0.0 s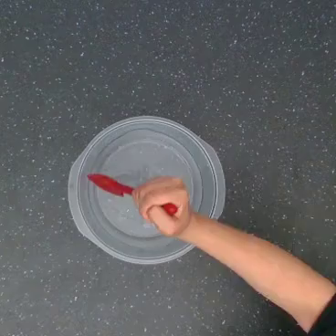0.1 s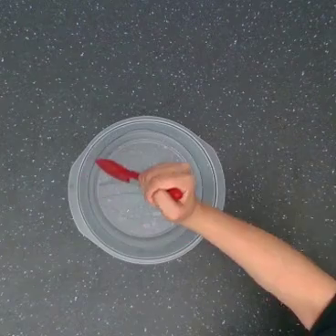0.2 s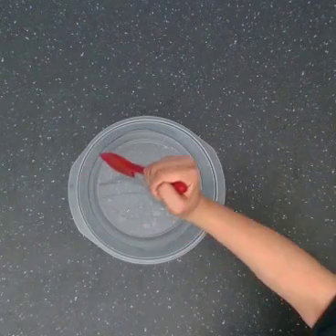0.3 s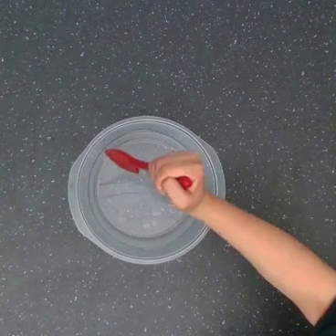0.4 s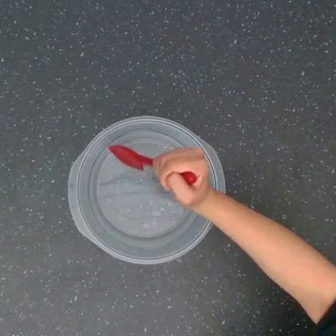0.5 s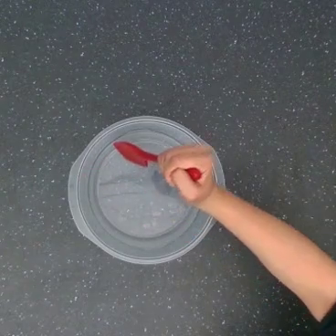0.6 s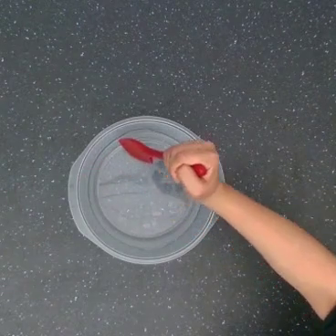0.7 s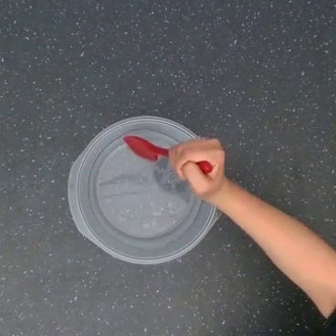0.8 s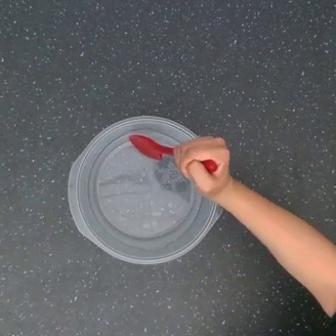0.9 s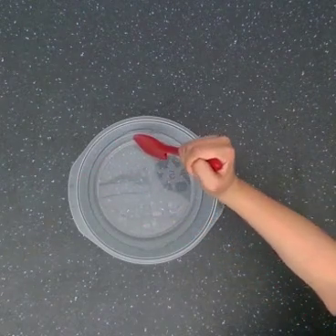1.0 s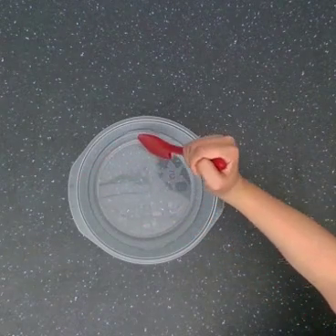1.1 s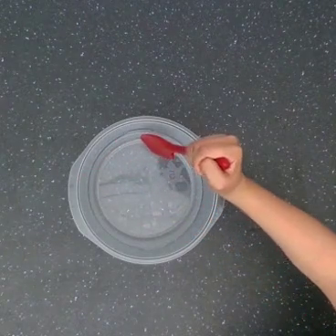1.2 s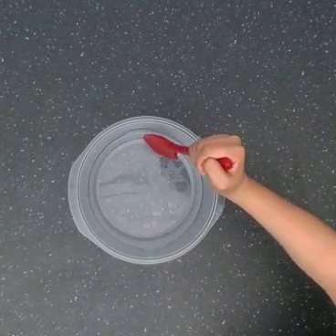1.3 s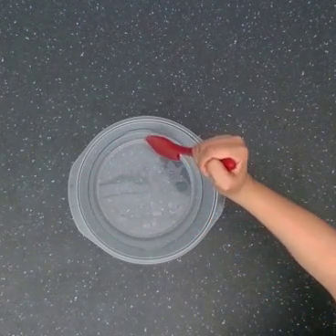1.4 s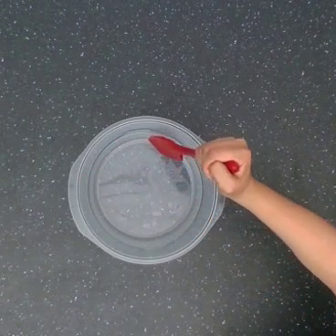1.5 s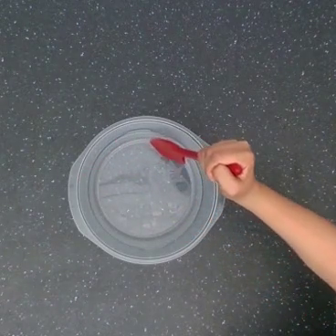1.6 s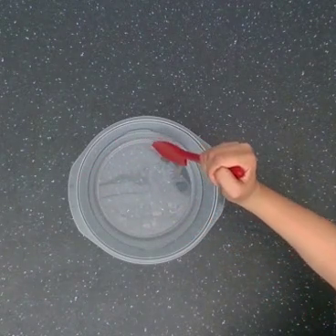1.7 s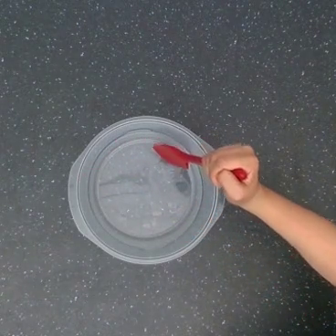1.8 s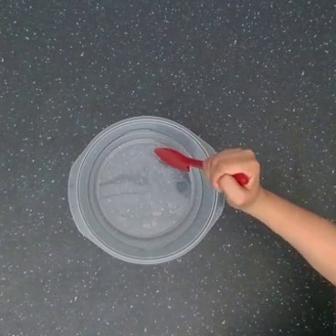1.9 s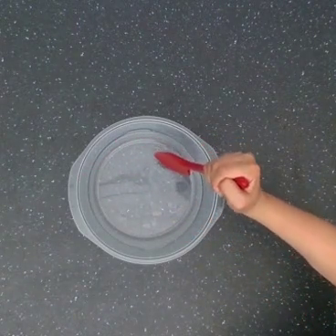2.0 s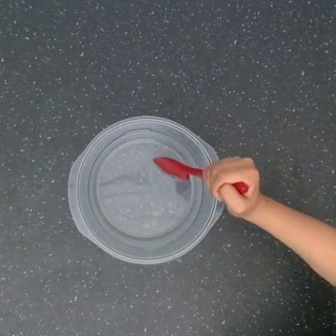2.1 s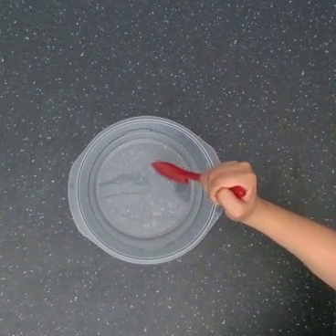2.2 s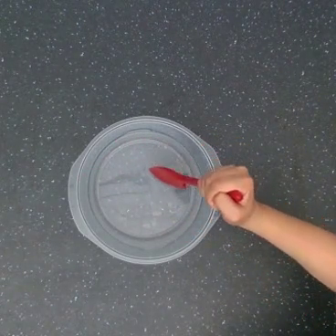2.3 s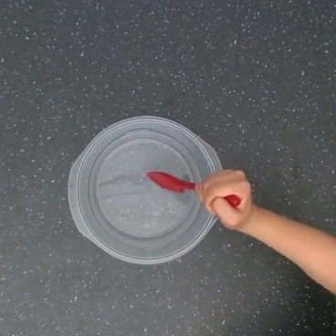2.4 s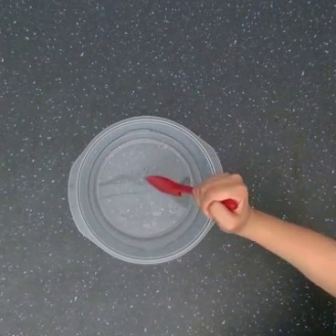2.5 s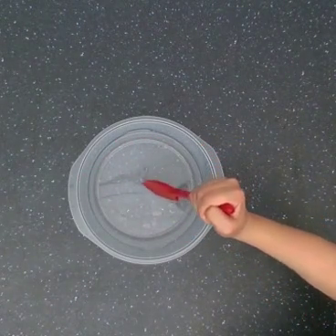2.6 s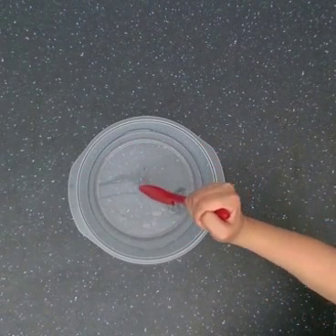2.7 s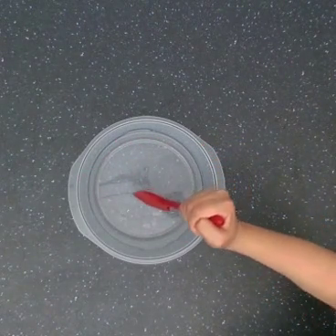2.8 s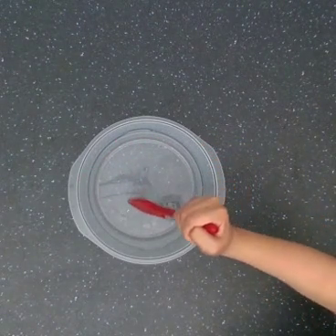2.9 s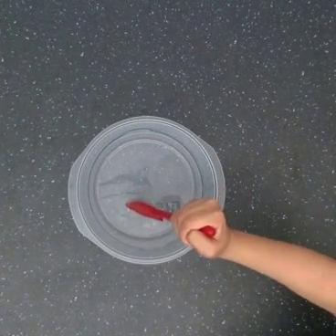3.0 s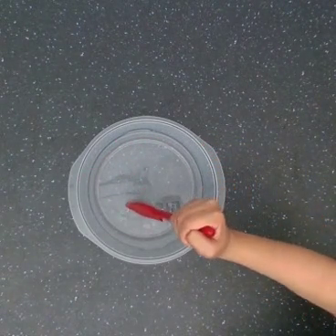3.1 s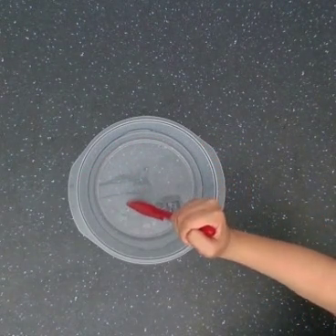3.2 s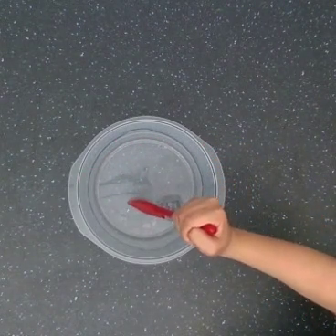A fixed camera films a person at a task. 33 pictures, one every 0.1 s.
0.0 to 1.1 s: The hand goes to the right and upward.
1.1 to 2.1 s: The hand goes downward and to the right, on a clockwise arc.
2.1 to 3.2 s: The hand goes downward and to the left.
Task: stir.
